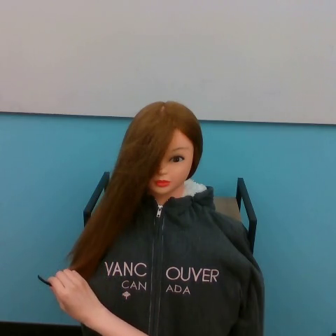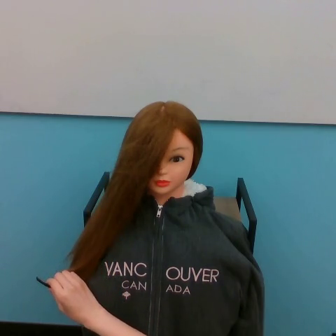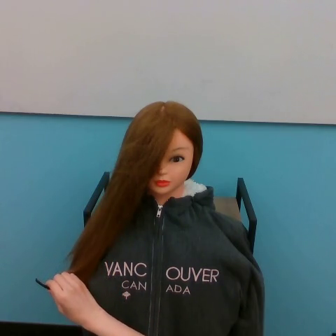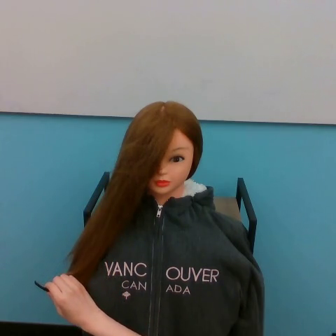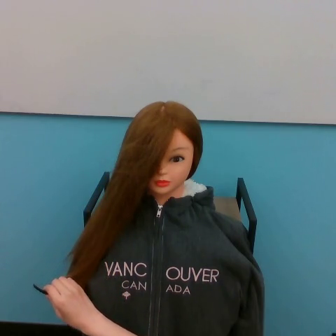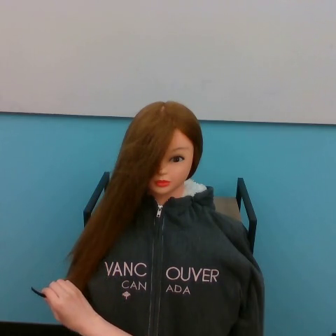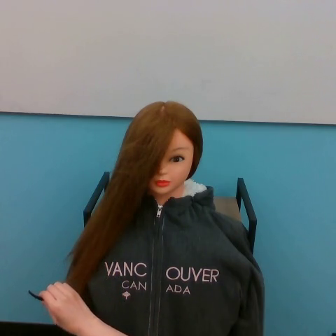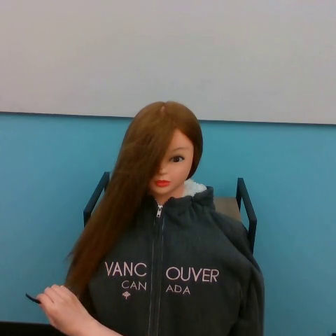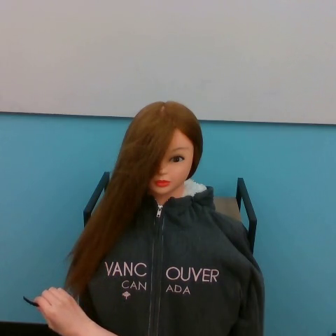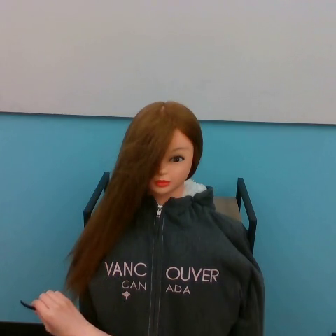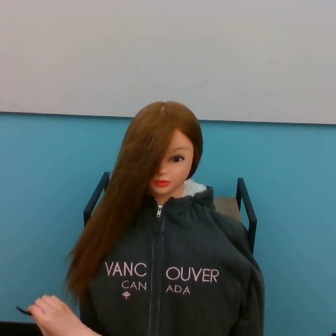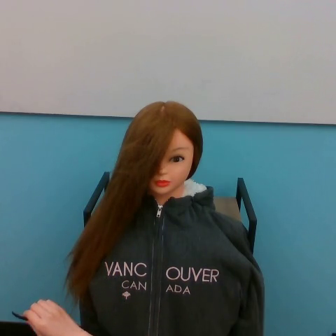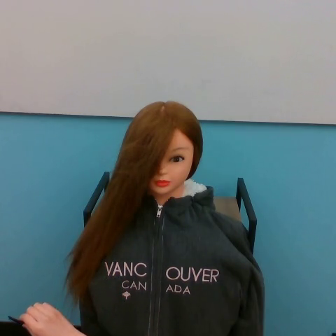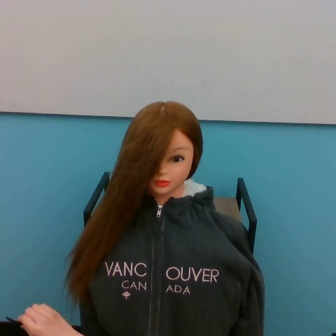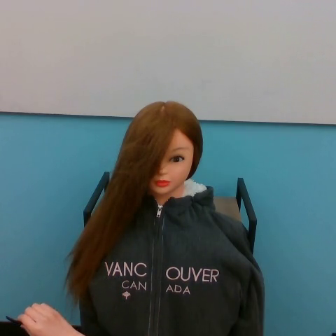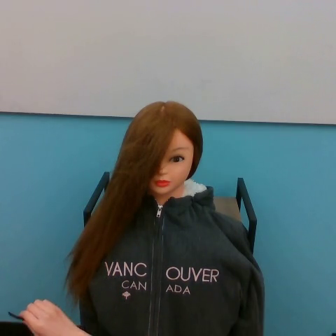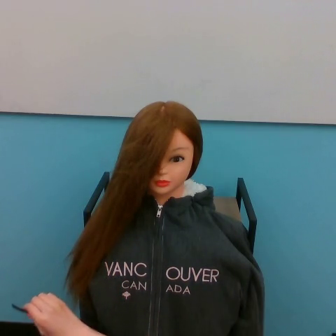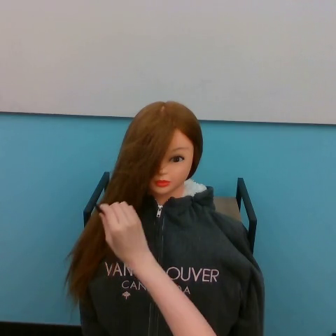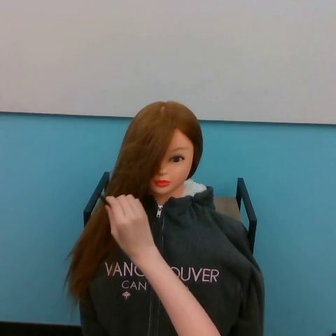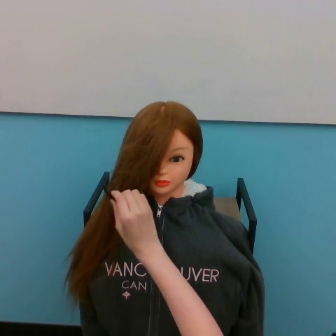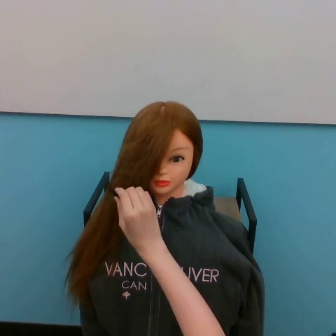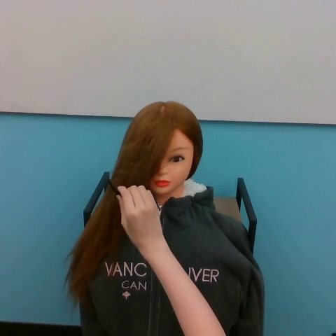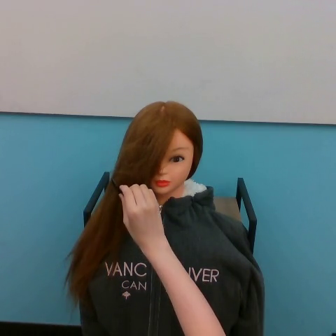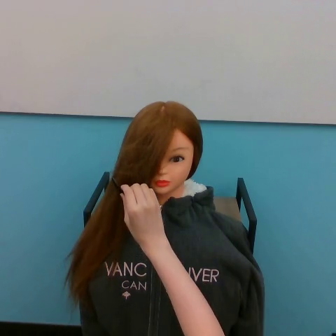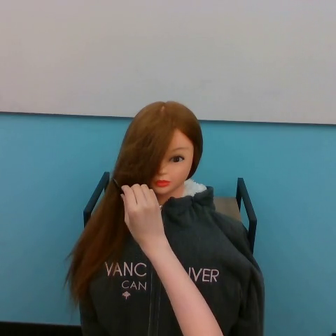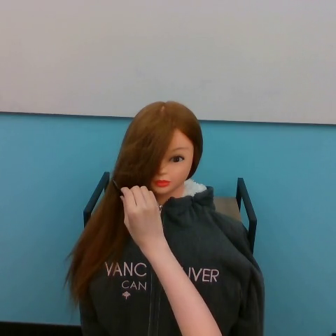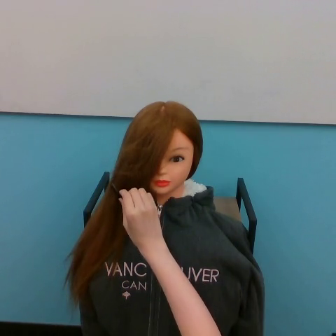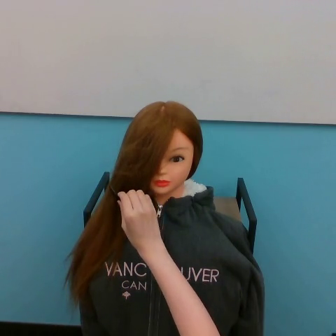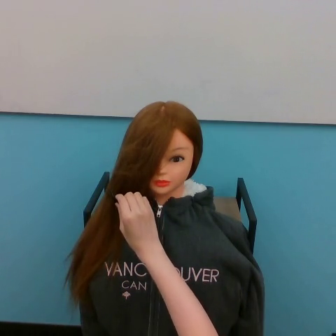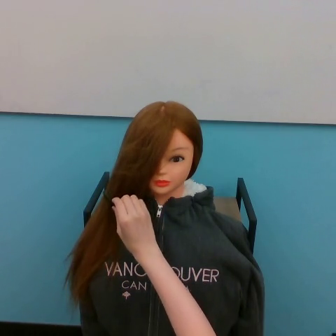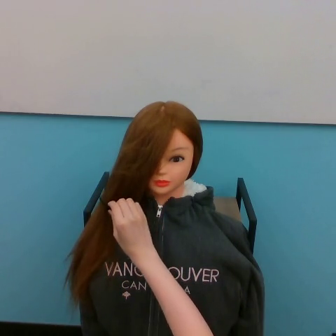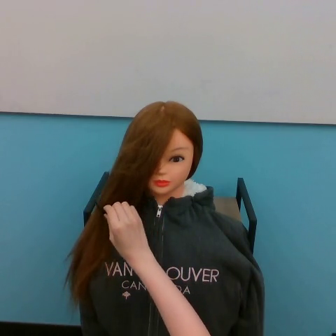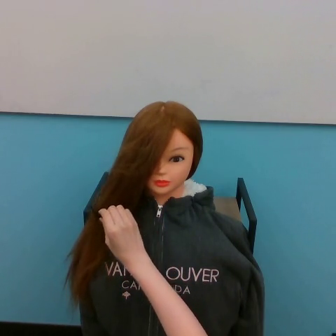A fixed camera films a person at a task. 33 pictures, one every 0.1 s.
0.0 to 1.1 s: The hand goes downward and to the left.
1.1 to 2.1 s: The hand goes upward and to the right.
2.1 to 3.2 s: The hand goes downward and to the left.
Task: brush hair.
